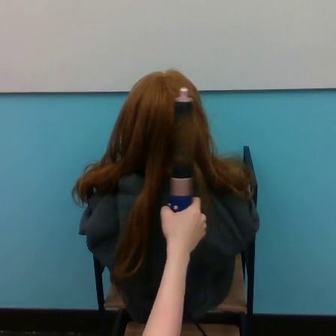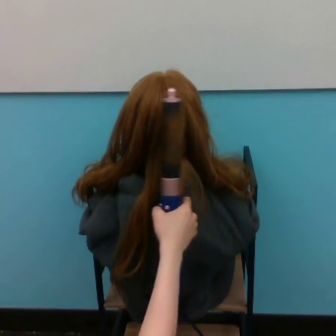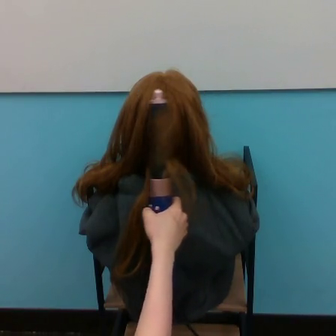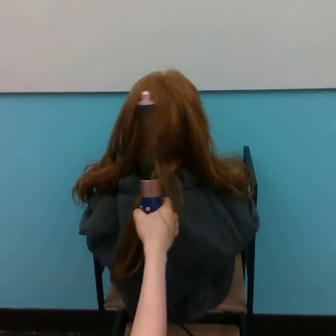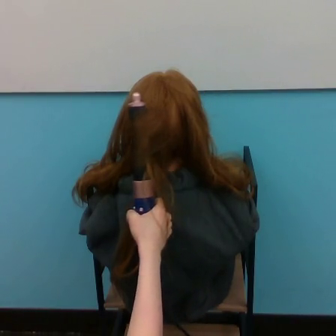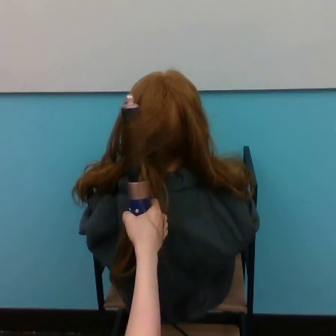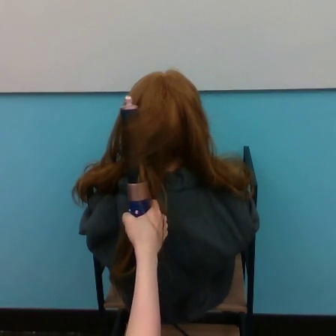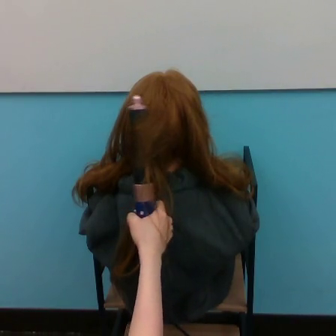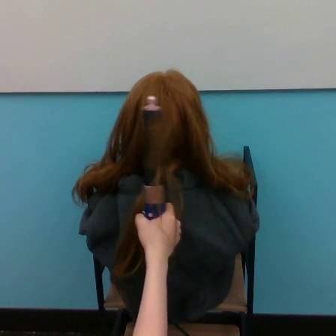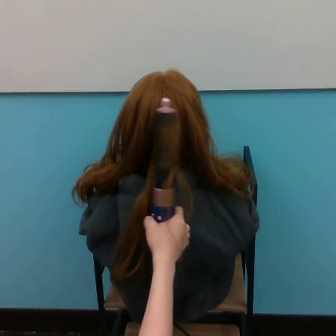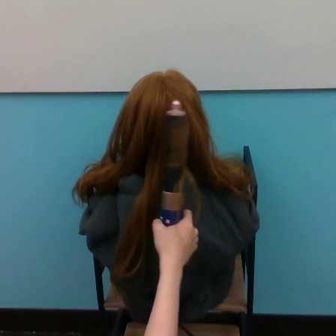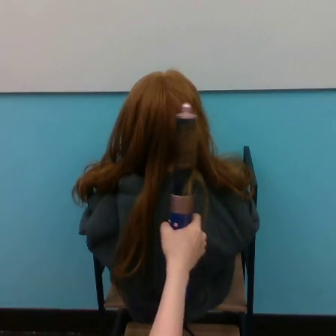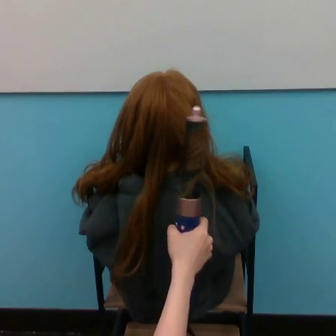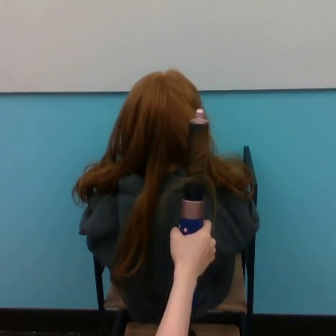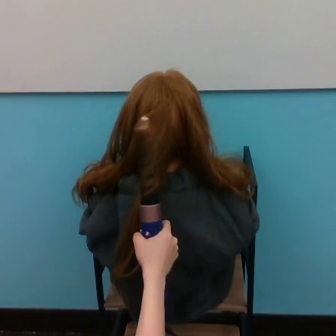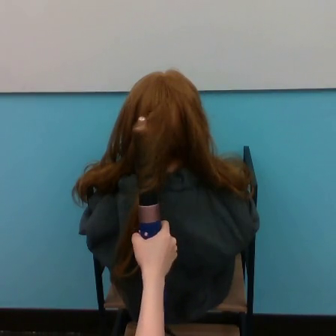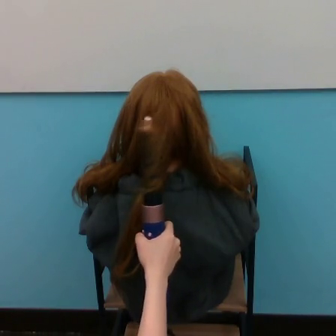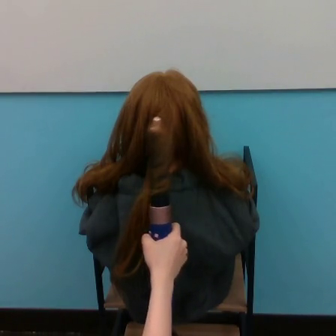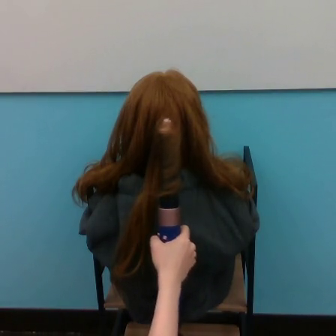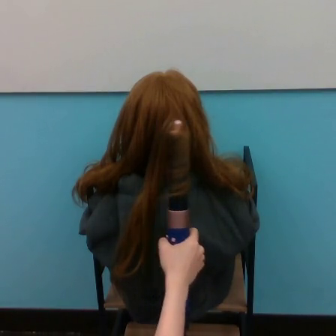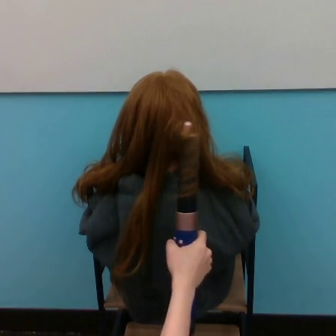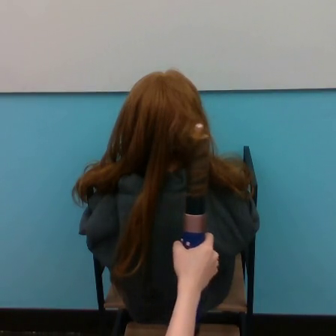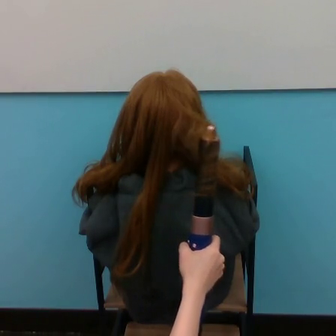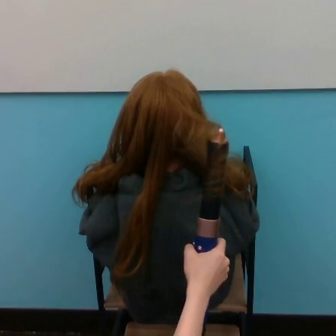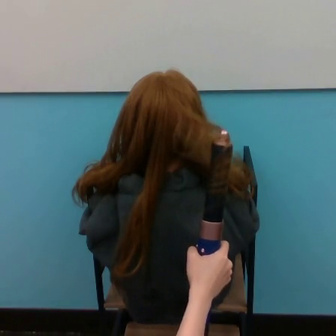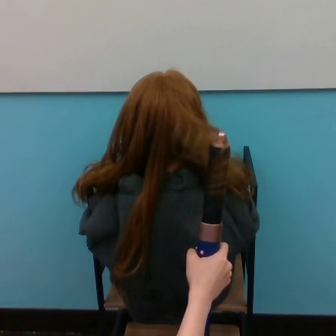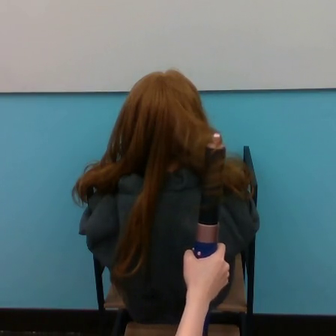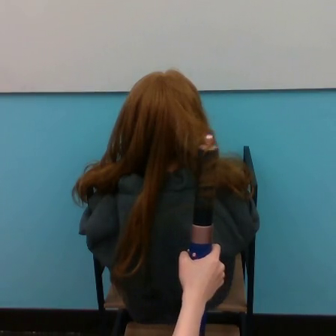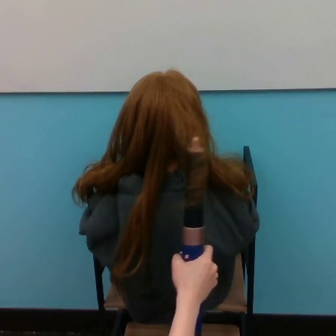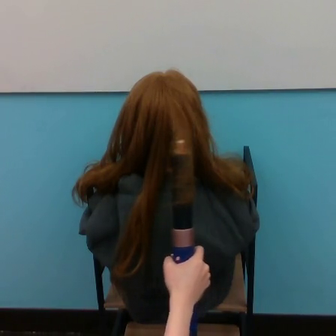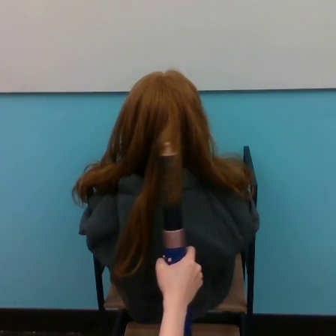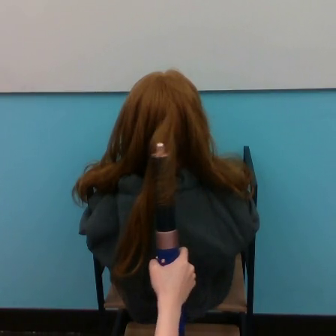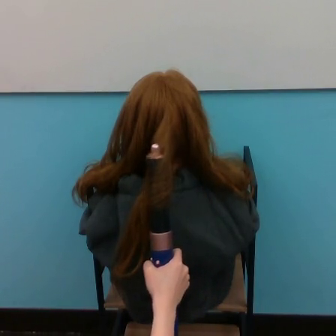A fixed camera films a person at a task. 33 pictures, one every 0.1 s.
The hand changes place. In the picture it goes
downward.
0.0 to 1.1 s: The hand goes to the left, then to the right and downward.
1.1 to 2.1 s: The hand goes to the left, then to the right.
2.1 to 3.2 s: The hand goes to the left and downward.
Task: curl hair.
